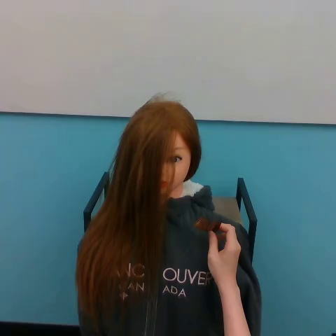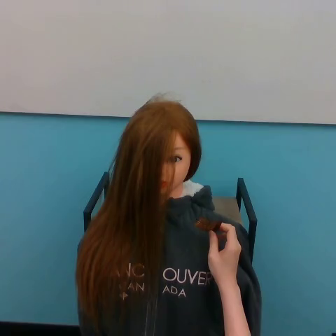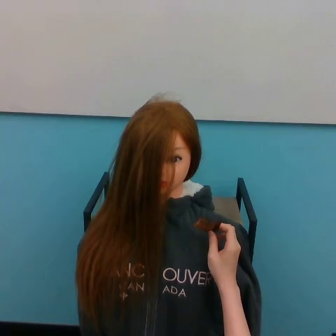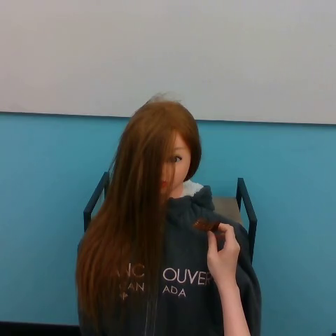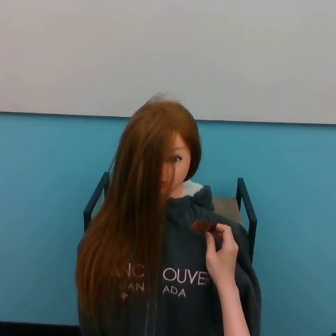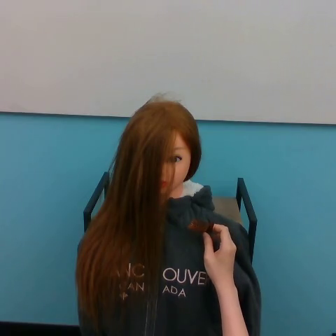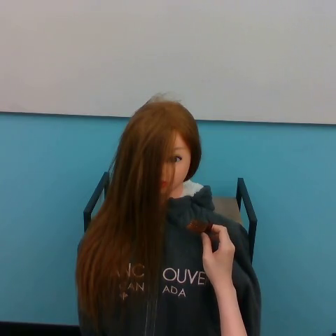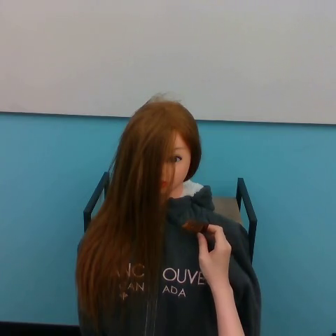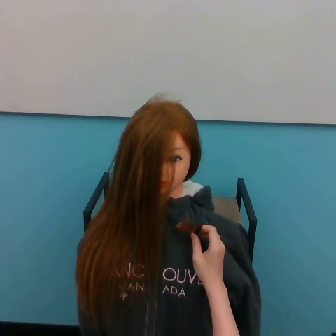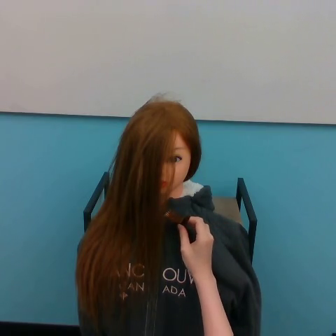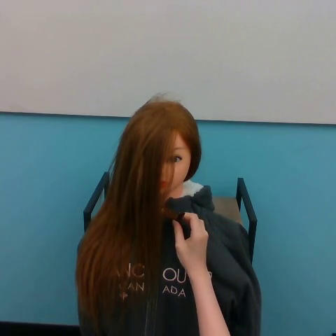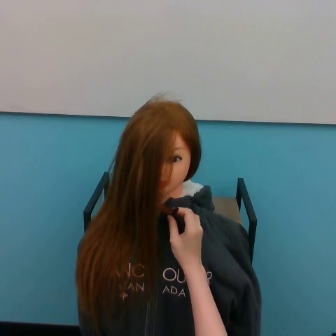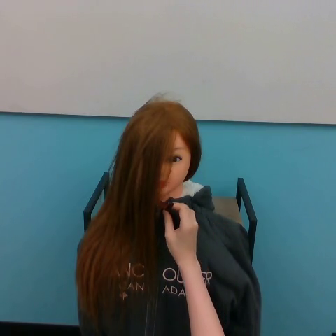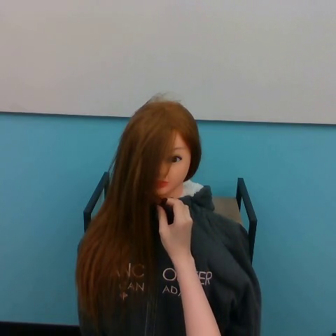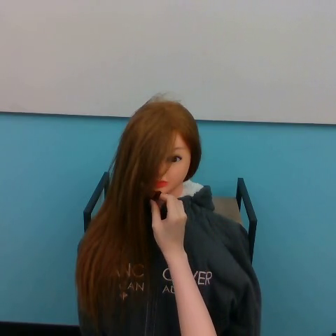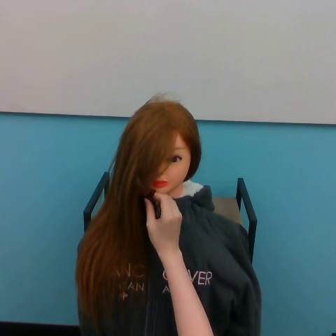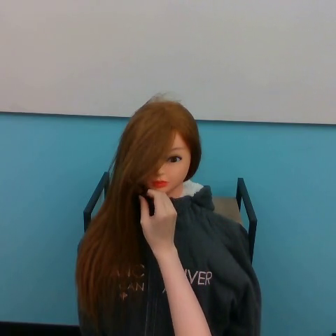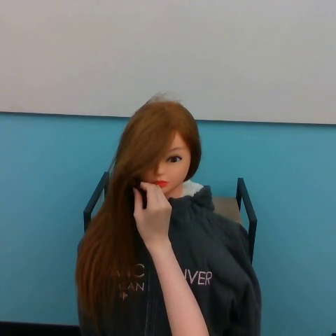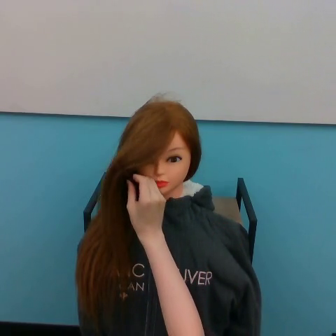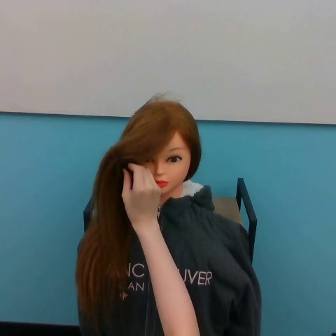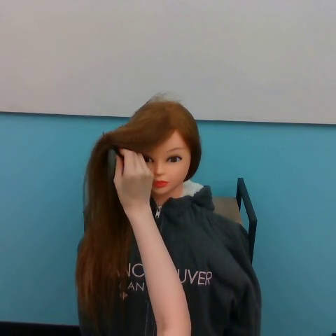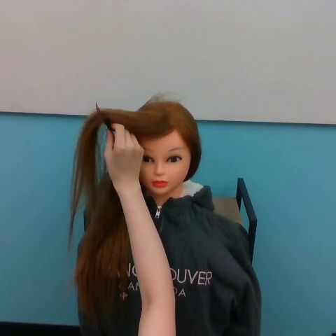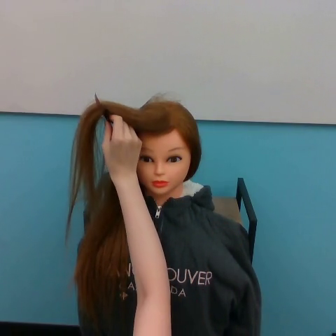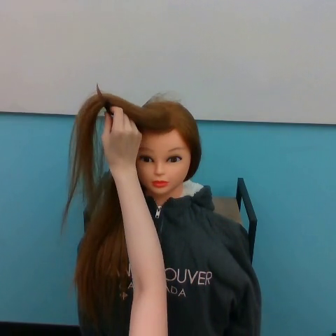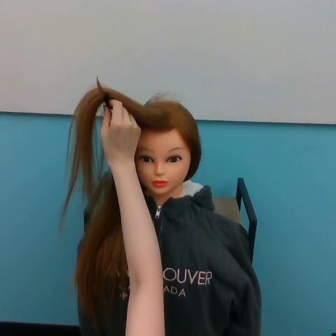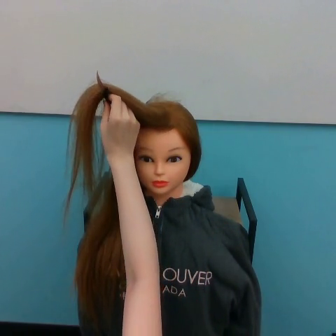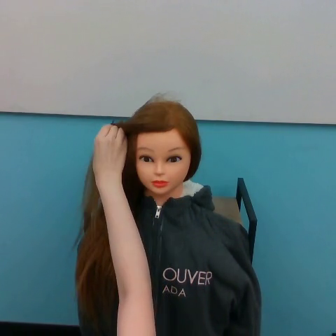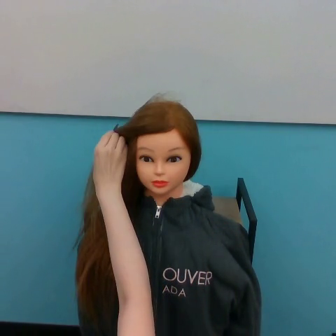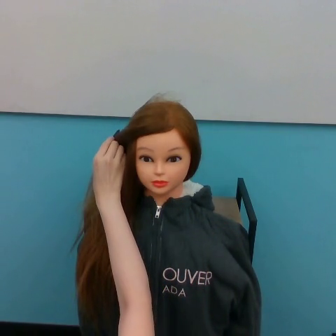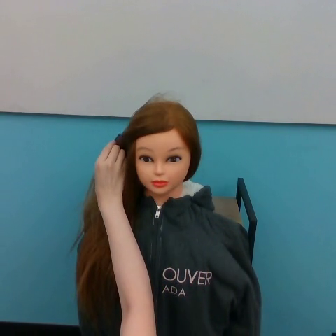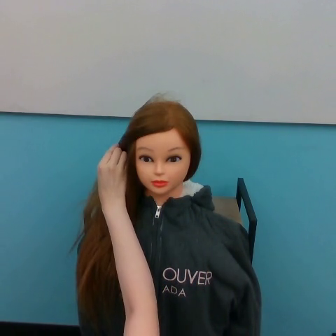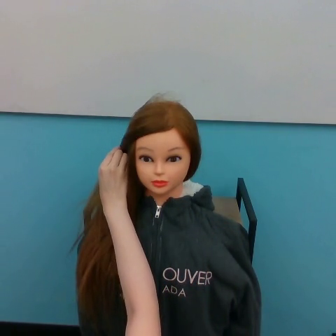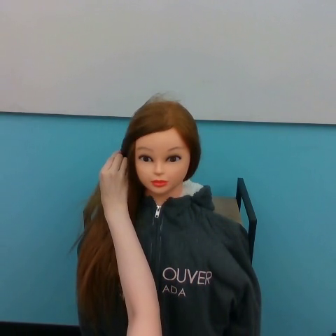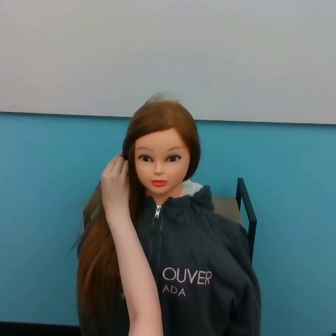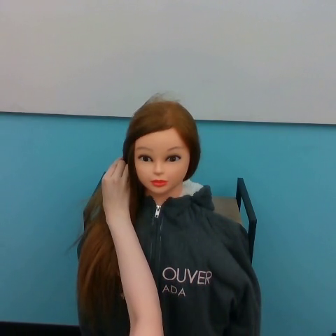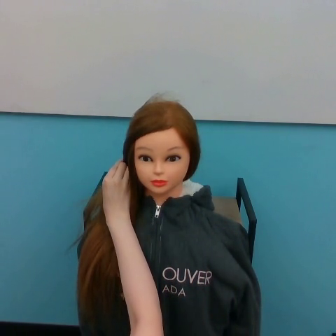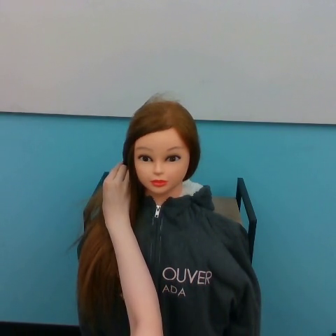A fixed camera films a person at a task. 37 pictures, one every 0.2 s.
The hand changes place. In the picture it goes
to the left.
0.0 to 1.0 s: The hand moves only a little.
1.0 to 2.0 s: The hand goes to the left.
2.0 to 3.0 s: The hand goes to the left and upward.
3.0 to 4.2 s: The hand goes upward and to the left.
4.2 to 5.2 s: The hand goes upward, then downward.
5.2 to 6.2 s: The hand goes downward.
6.2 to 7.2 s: The hand goes downward.
Task: tidy front hair.
Motion: move upward and to the left, then move downward.
